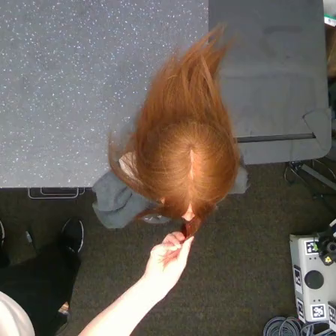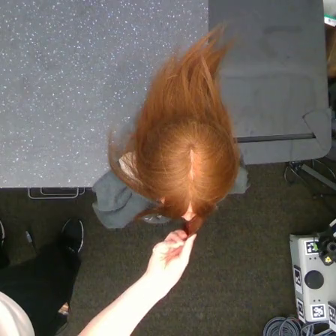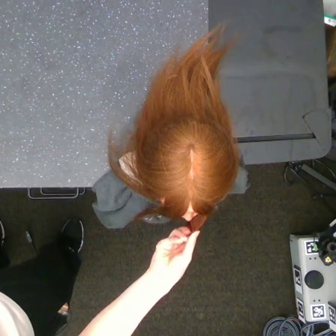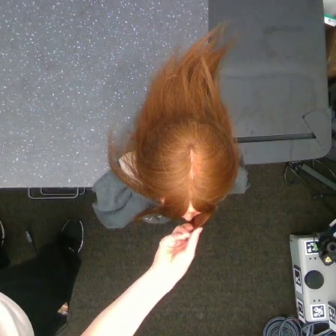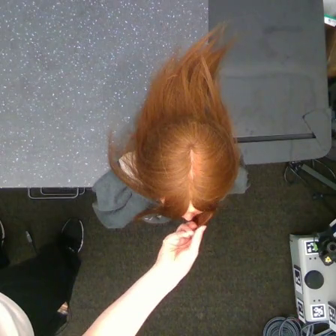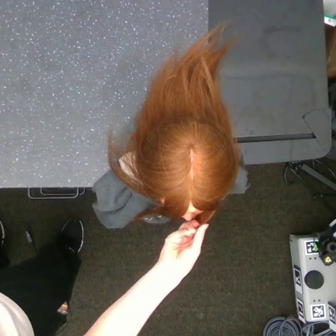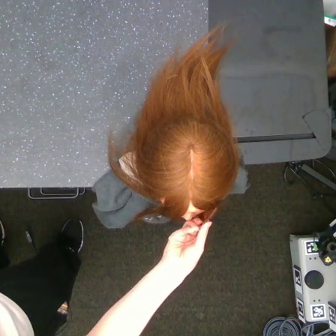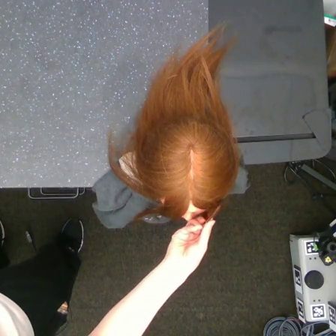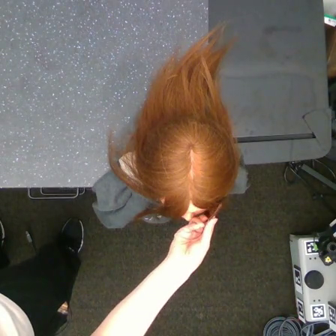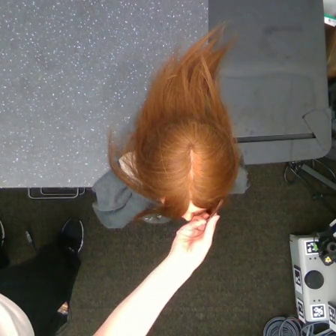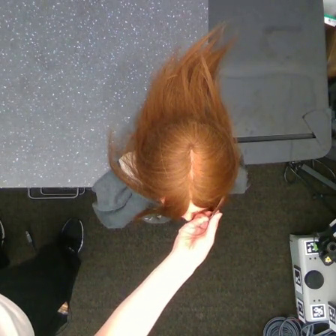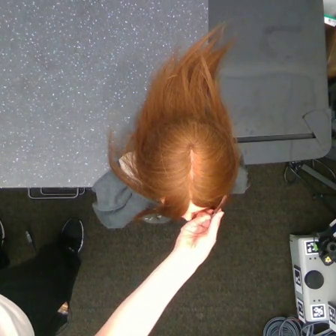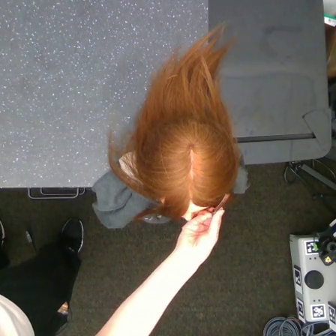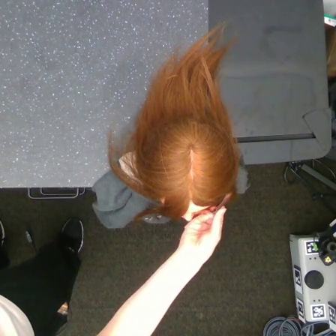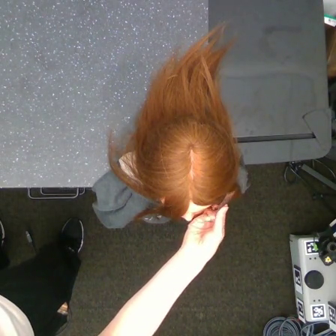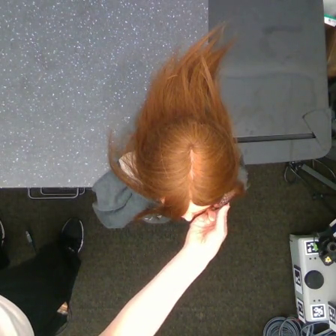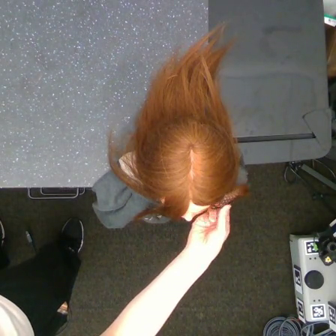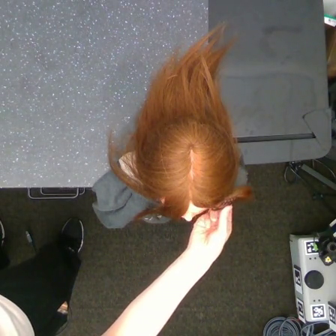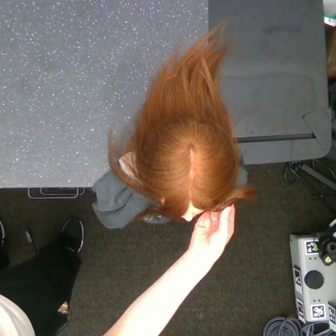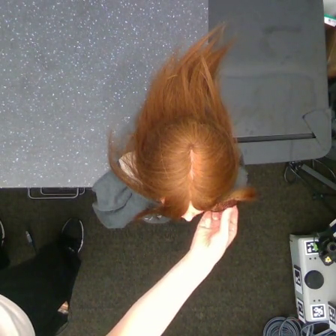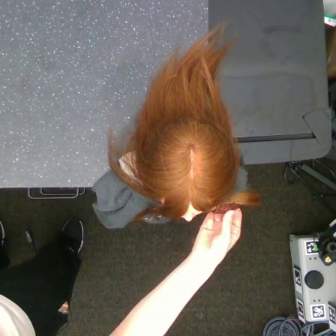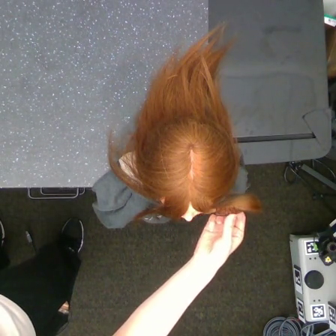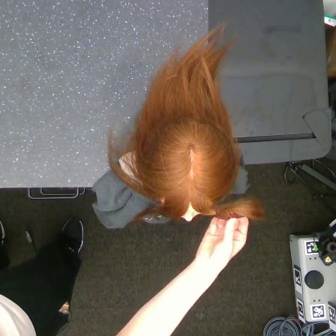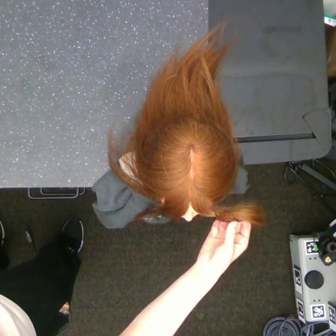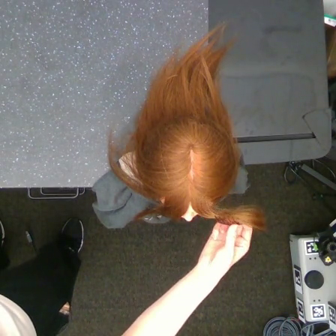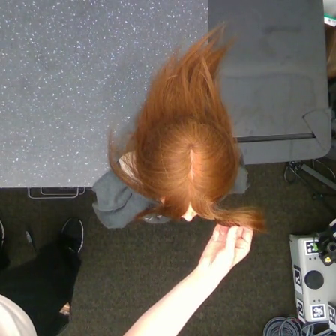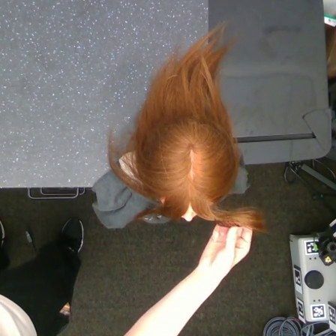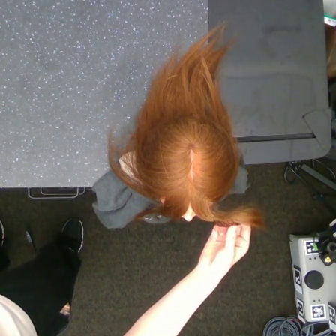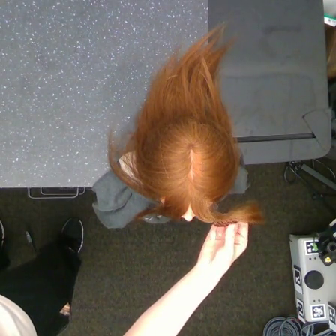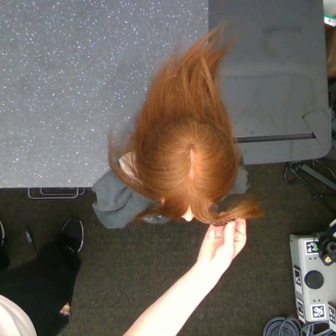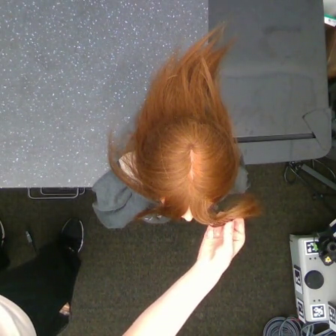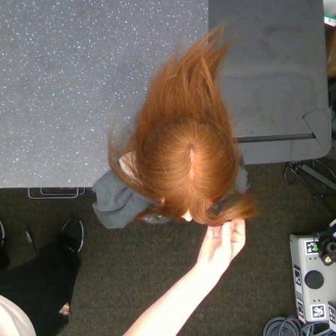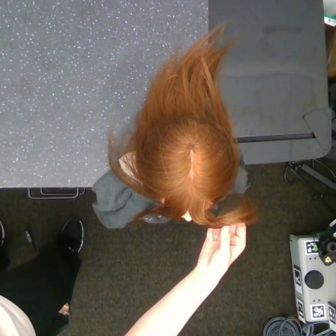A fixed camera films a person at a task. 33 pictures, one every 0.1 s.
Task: tidy front hair.
0.0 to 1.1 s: The hand goes to the right and upward.
1.1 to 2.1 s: The hand goes to the right, on a clockwise arc.
2.1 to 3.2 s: The hand moves only a little.
